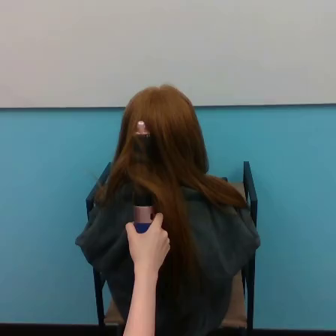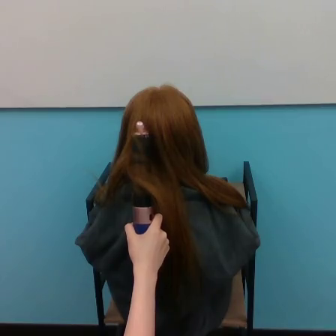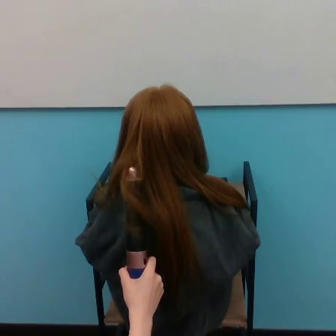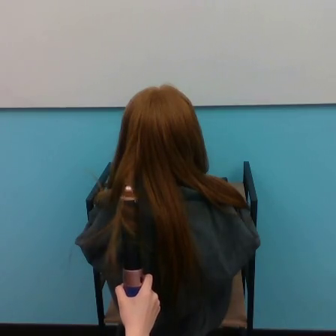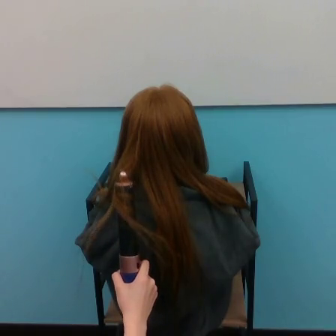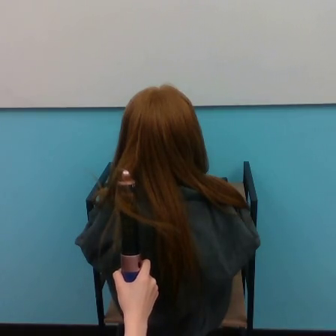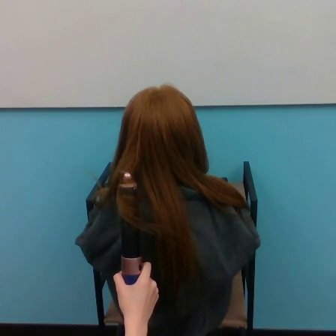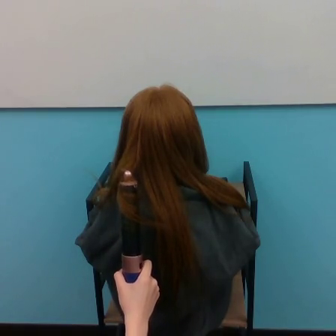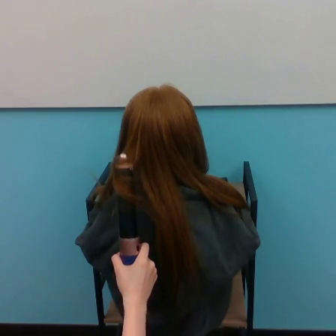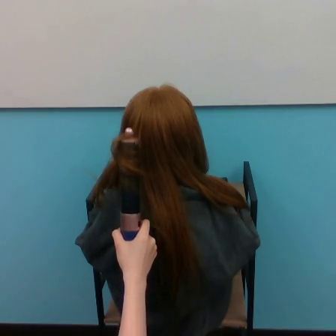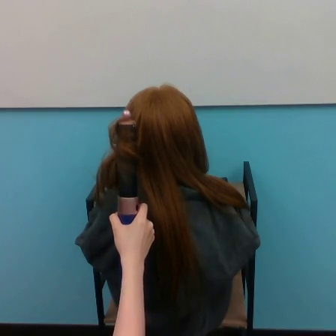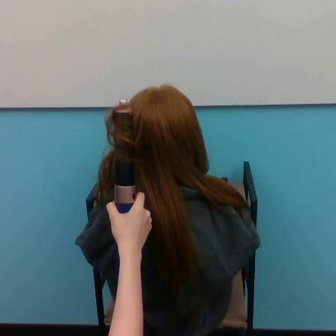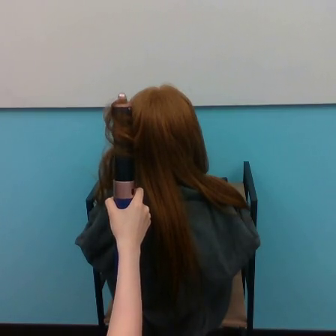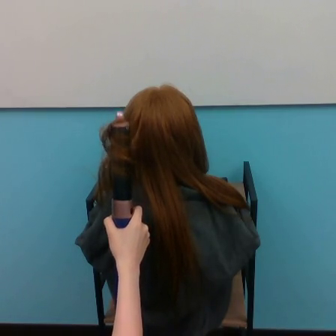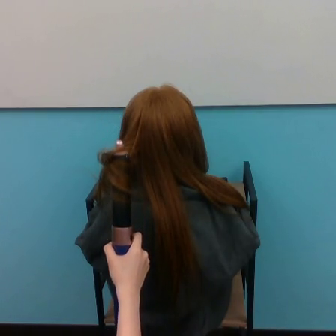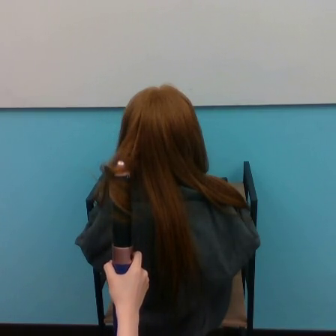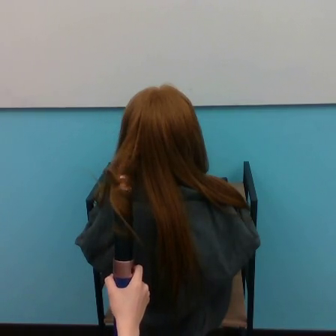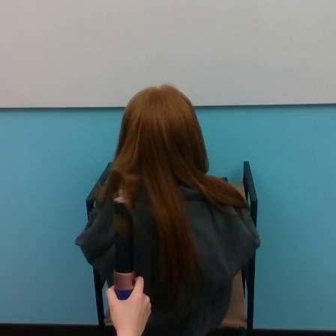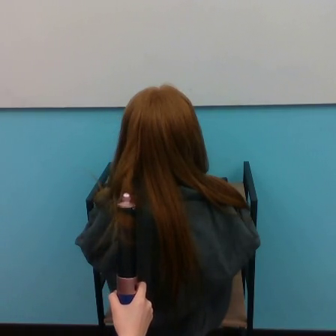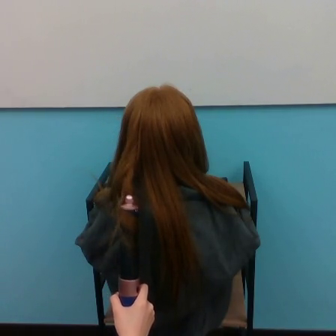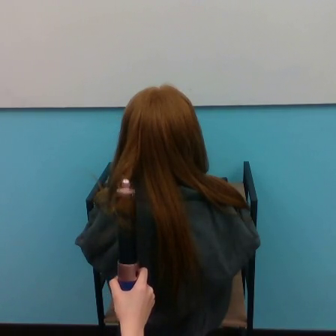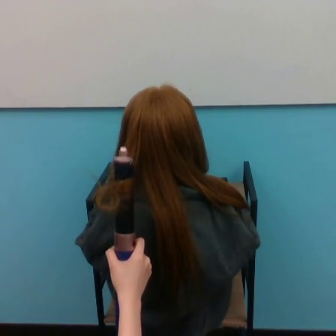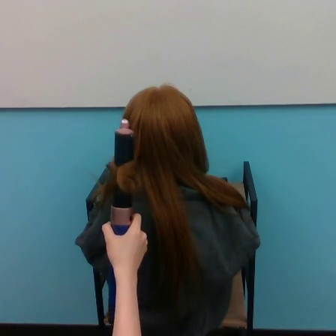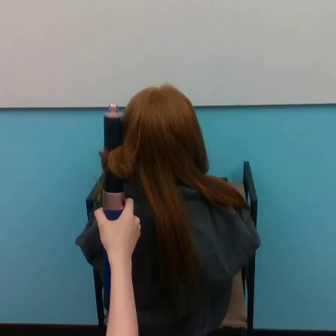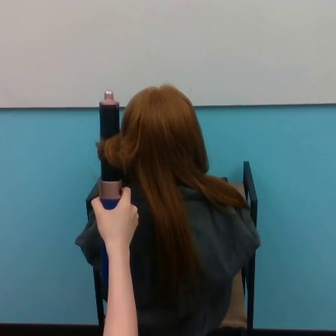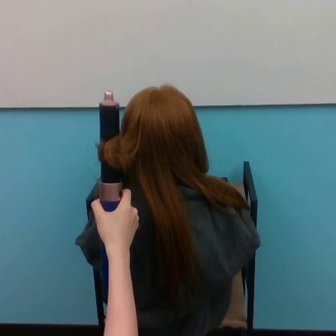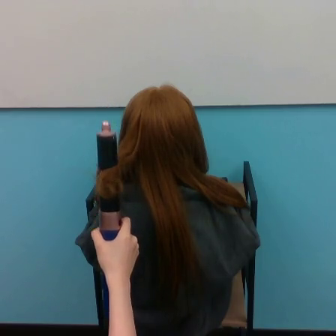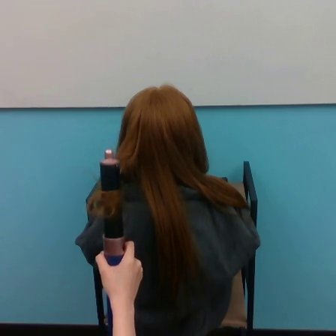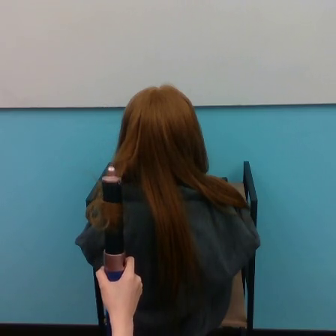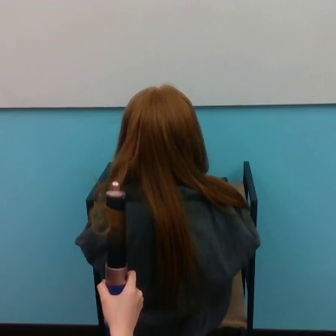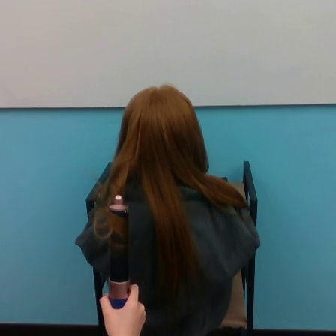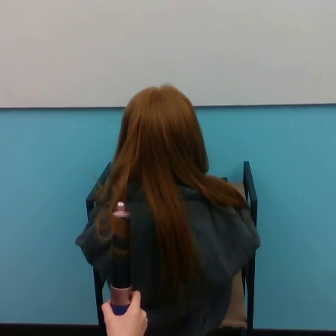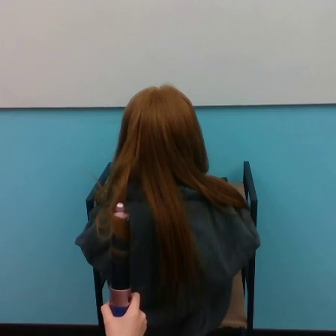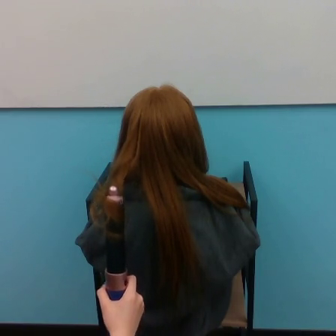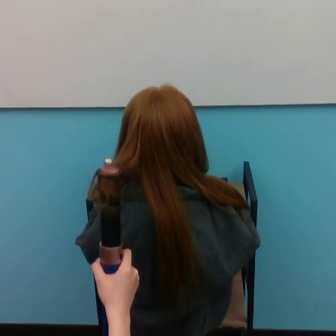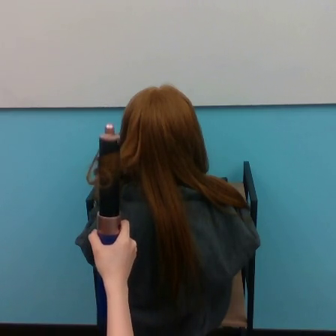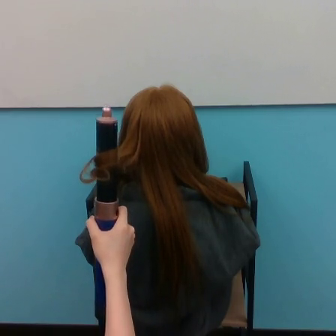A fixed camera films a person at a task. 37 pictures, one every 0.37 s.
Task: curl hair.
Motion: move down and up 3 times.
0.00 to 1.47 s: The hand goes downward, then upward.
1.47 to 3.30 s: The hand goes upward.
3.30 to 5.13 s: The hand goes upward, then downward.
5.13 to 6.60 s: The hand goes downward.
6.60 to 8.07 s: The hand goes upward.
8.07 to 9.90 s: The hand goes downward.
9.90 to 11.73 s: The hand goes downward.
11.73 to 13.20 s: The hand goes upward.
